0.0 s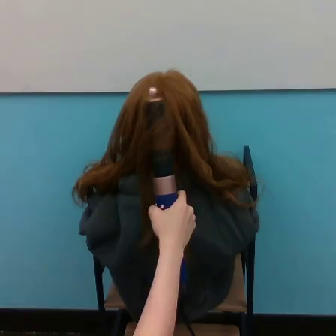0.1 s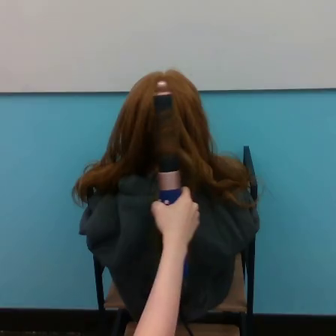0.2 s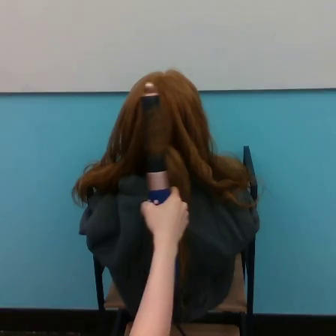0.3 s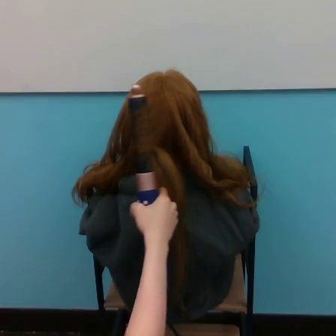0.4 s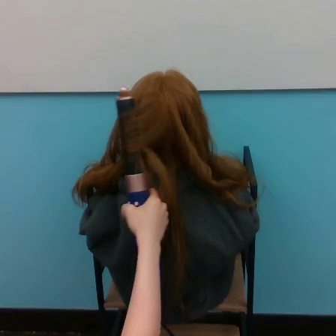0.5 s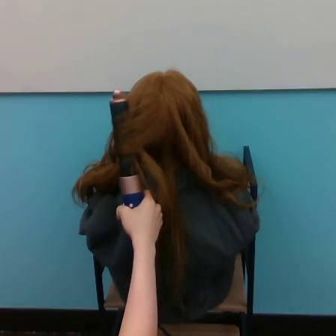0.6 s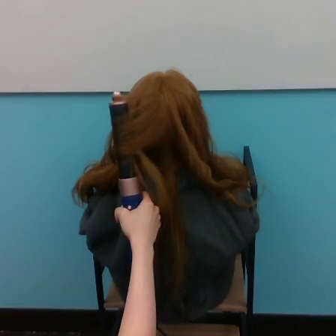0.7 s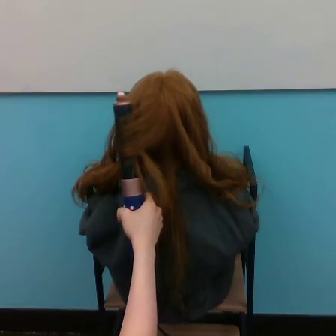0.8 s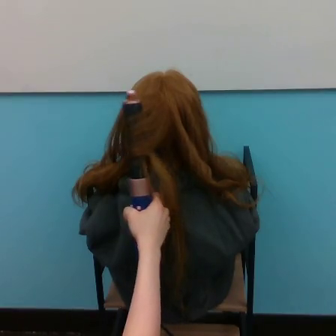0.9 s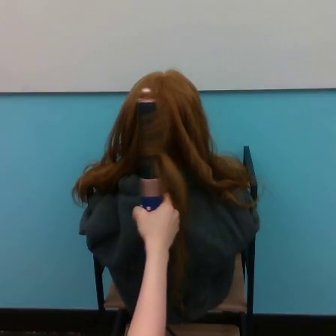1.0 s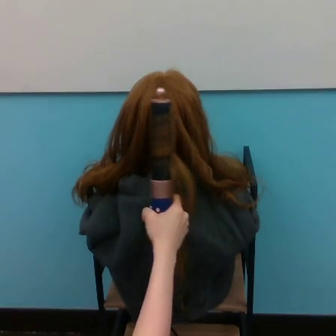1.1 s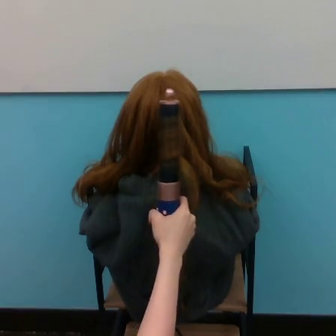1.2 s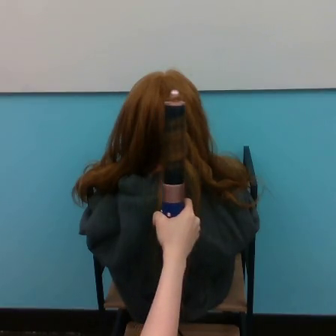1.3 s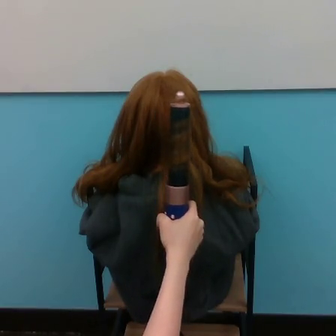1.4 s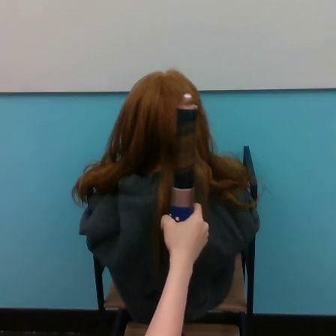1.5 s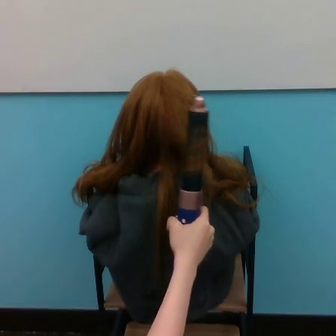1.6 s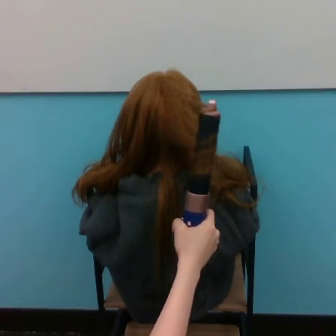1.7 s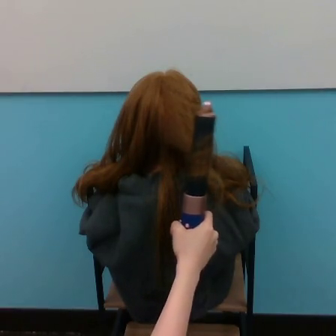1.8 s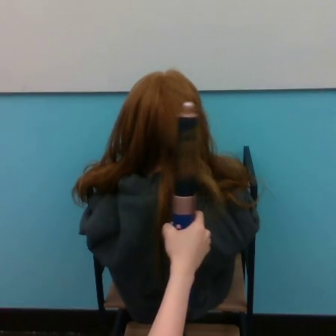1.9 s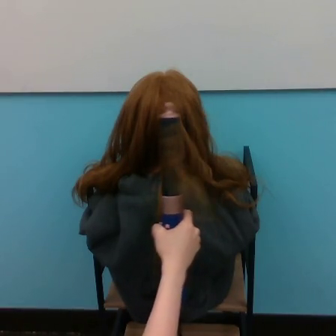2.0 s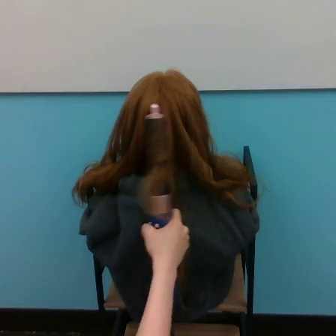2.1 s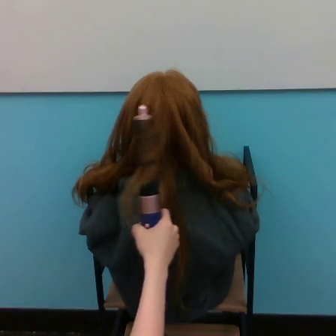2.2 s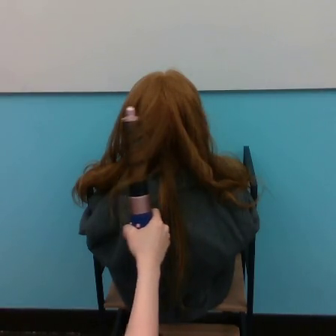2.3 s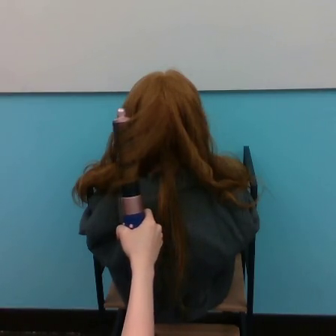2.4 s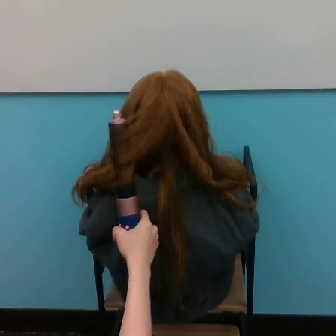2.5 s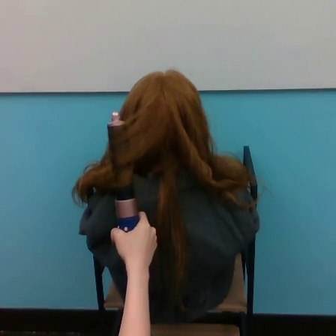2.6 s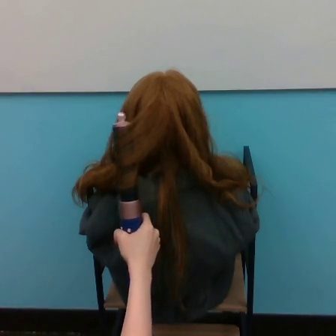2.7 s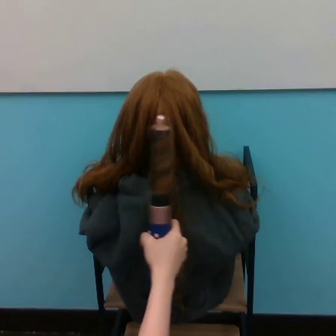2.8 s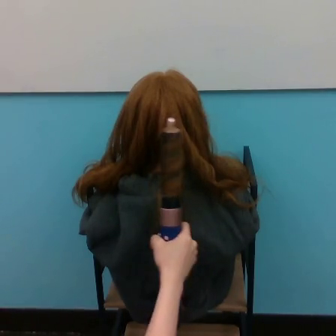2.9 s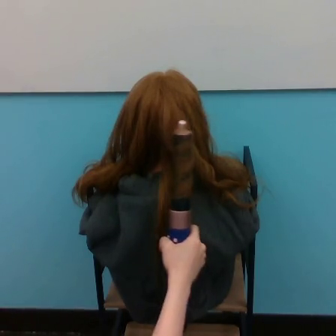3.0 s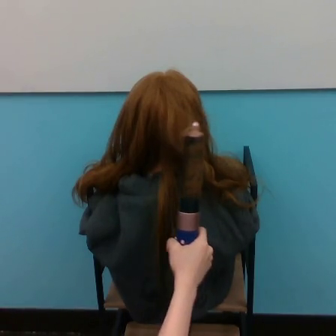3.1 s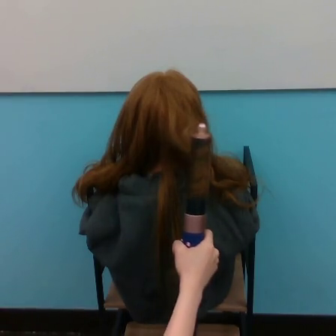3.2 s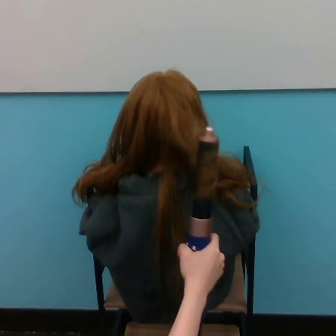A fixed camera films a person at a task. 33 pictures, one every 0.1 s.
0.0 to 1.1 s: The hand goes to the left, then to the right.
1.1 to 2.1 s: The hand goes to the right and downward, then to the left.
2.1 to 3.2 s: The hand goes to the right and downward.
Task: curl hair.
